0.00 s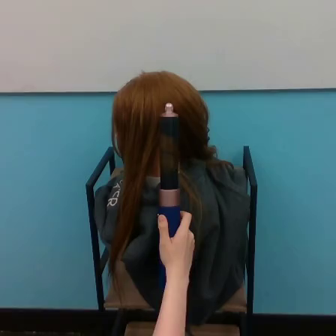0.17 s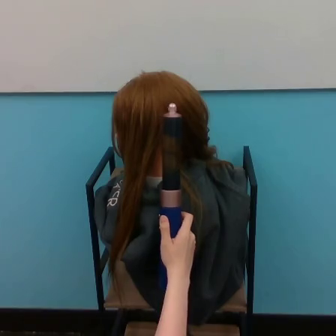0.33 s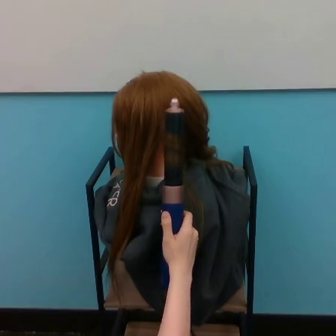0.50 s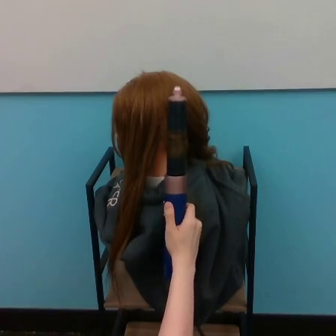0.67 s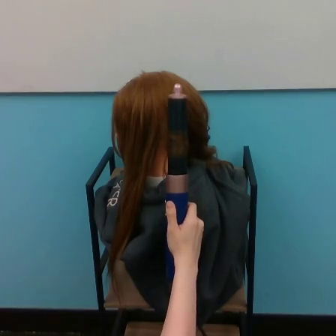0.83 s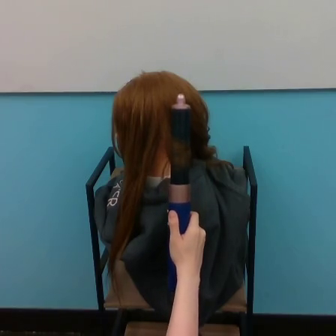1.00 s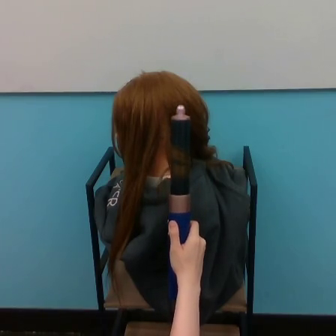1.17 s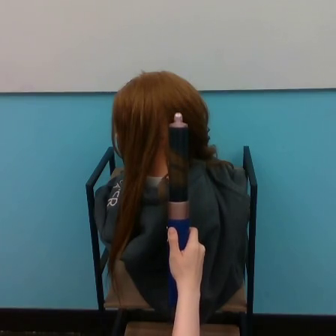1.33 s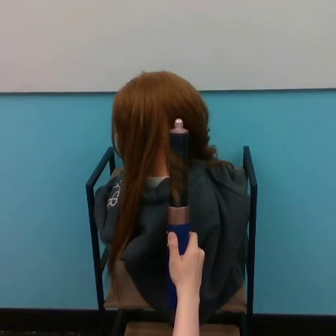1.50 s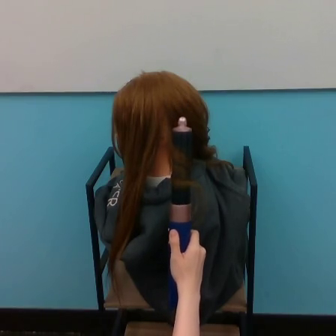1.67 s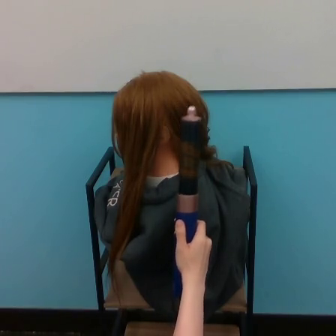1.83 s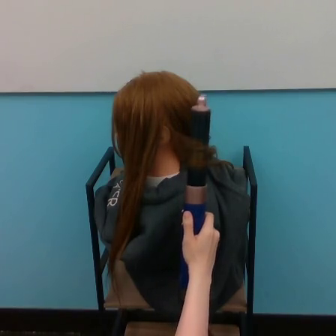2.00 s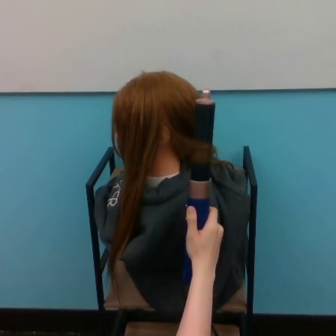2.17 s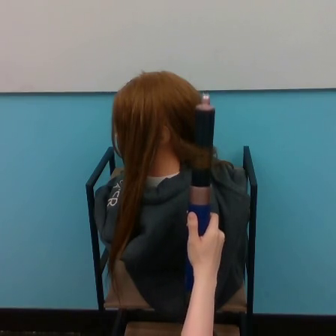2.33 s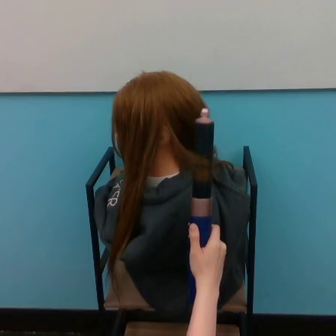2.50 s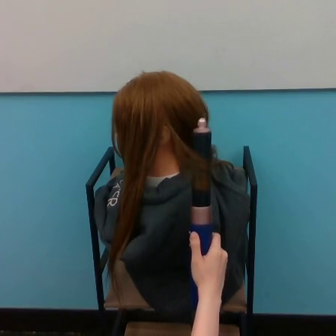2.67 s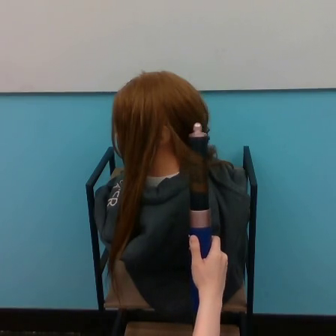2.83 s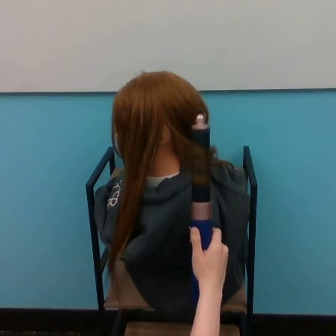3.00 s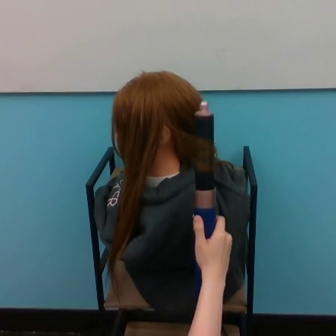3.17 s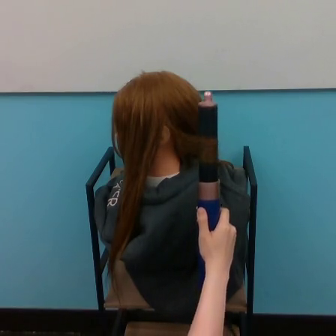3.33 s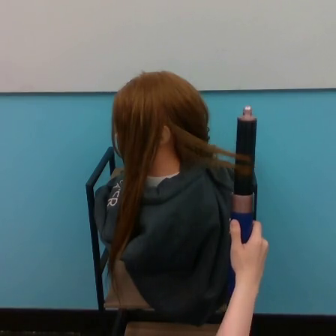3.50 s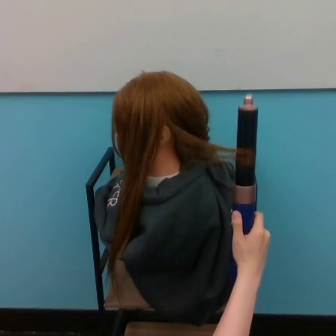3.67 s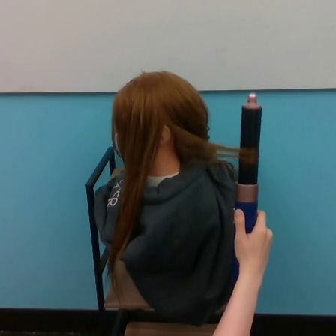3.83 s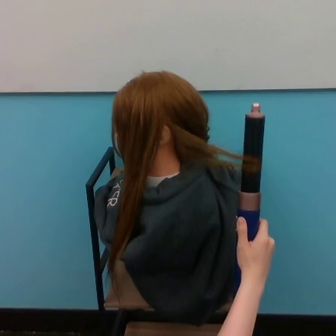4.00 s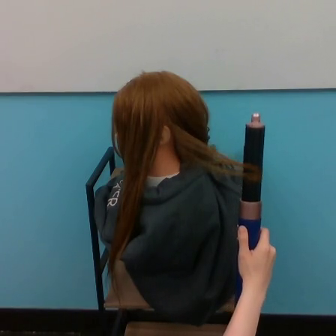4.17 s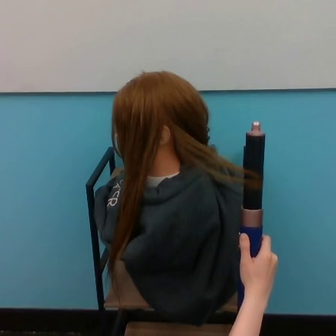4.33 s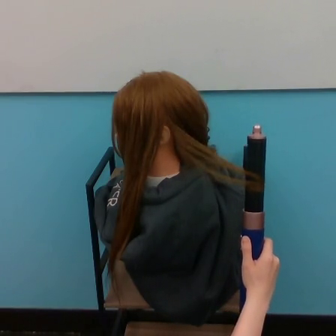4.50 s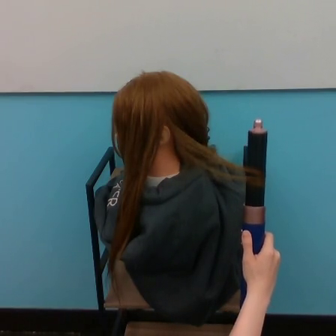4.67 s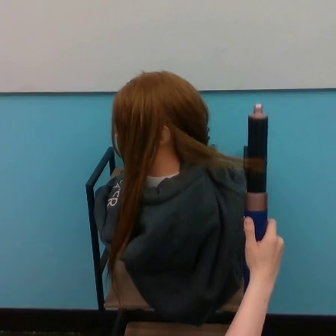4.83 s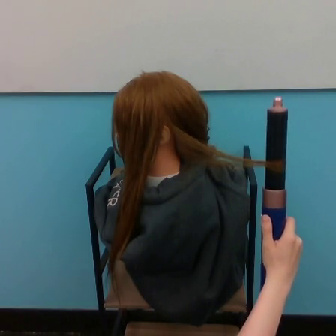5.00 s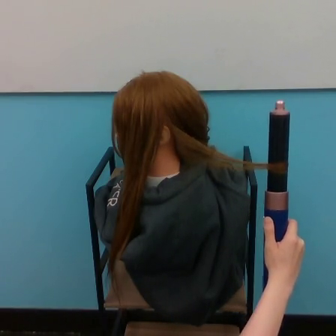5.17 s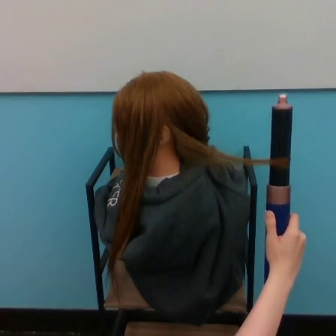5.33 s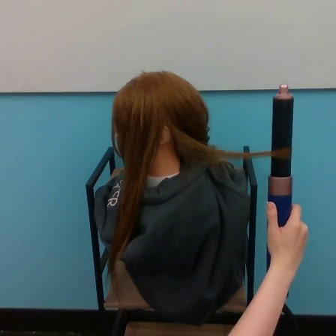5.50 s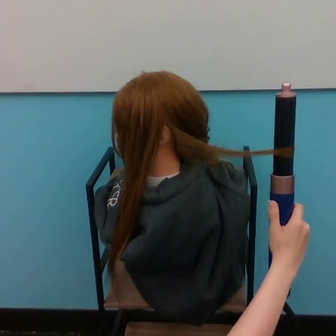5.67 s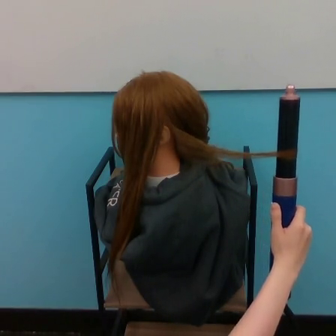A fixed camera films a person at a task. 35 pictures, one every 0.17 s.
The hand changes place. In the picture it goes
to the right.
0.00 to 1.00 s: The hand goes upward, then downward, on a clockwise arc.
1.00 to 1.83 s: The hand goes to the right.
1.83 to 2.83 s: The hand goes downward.
2.83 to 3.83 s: The hand goes to the right.
3.83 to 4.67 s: The hand goes downward, then upward.
4.67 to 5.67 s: The hand goes to the right.
Task: curl hair.
Motion: move to the right, making vertical oscillations up and down.
